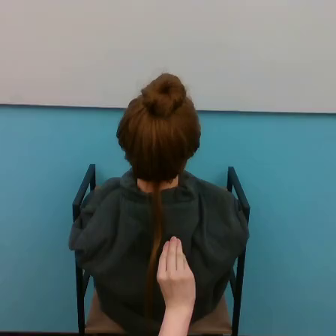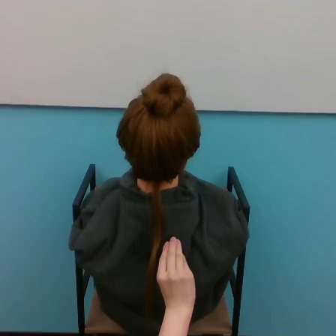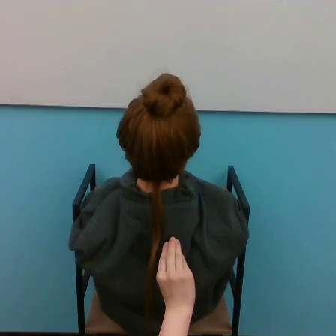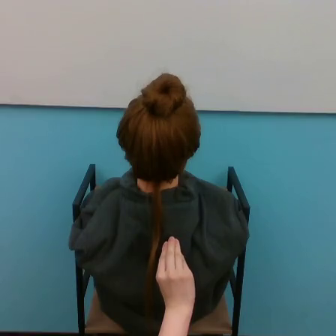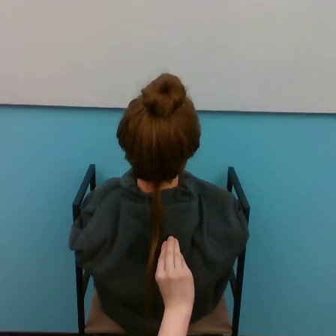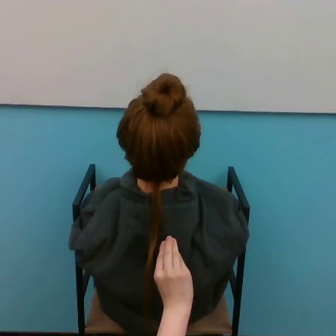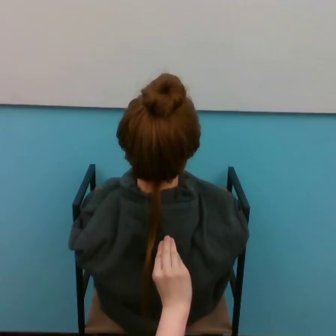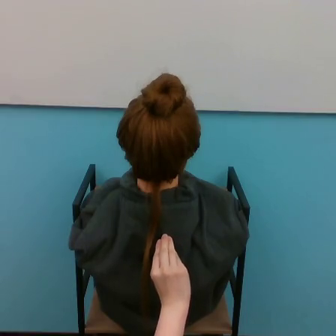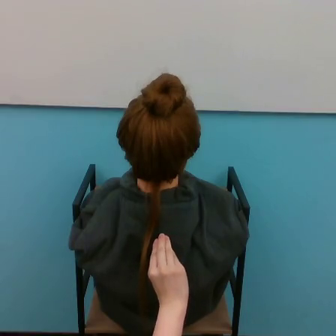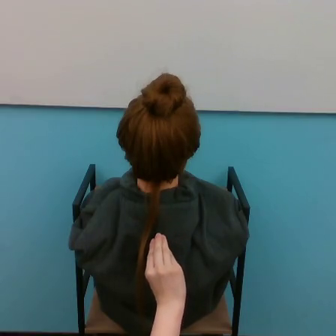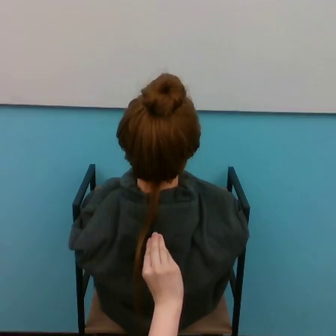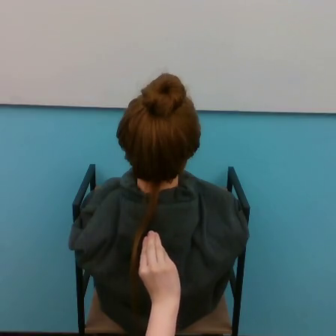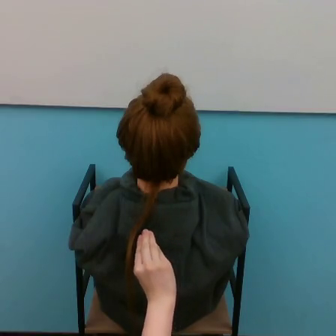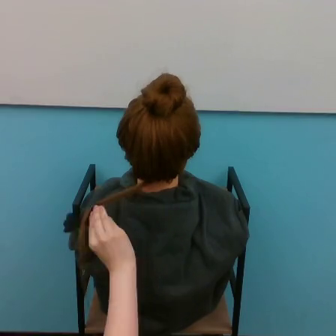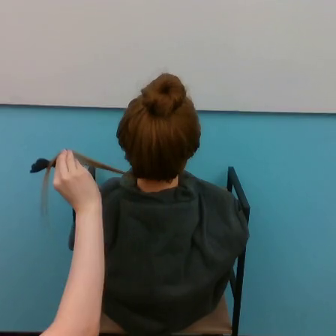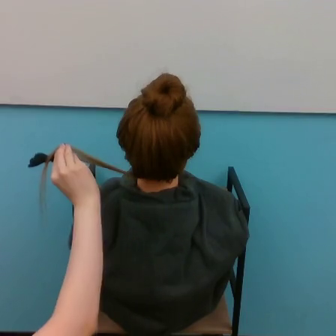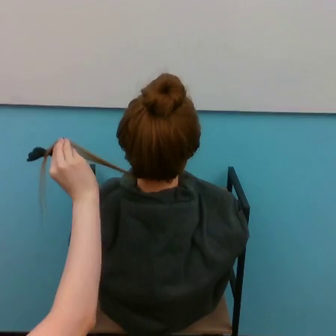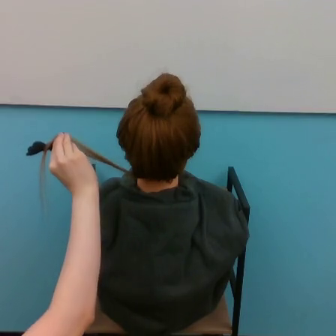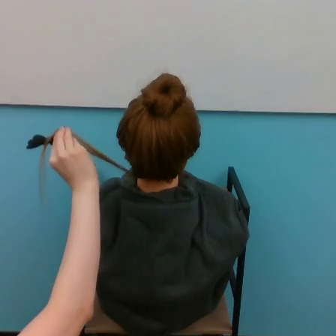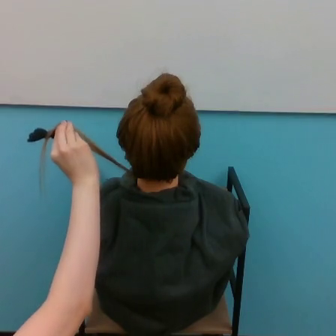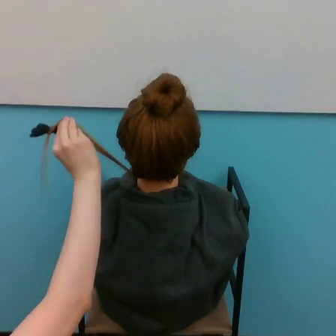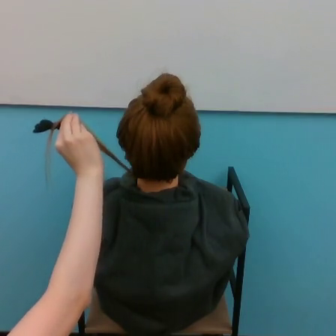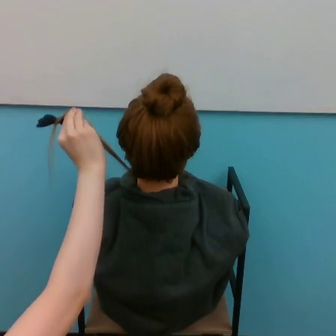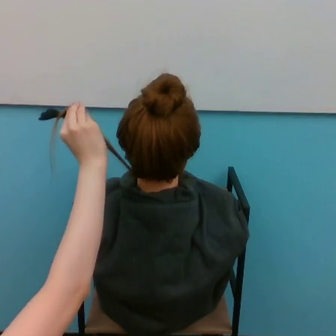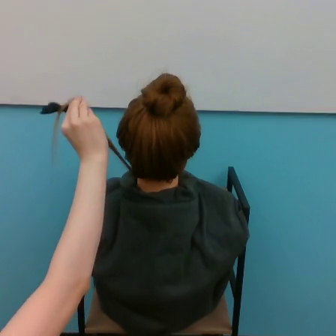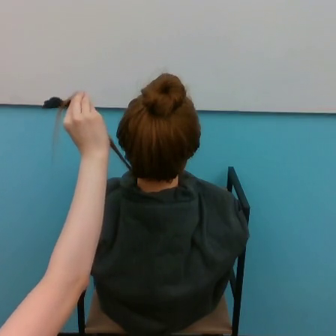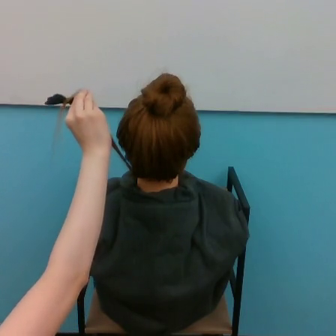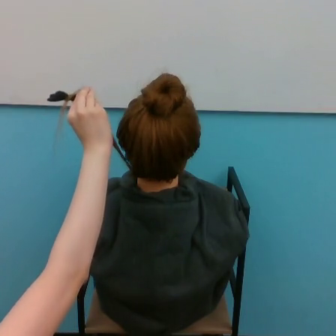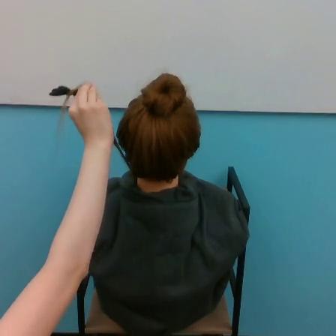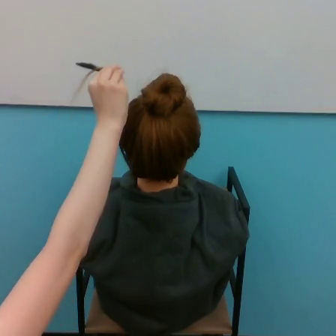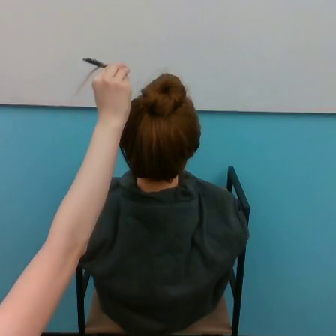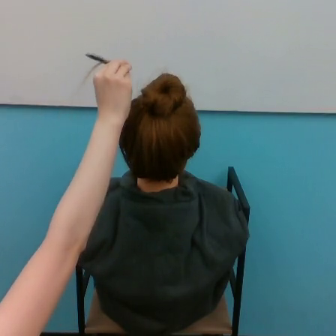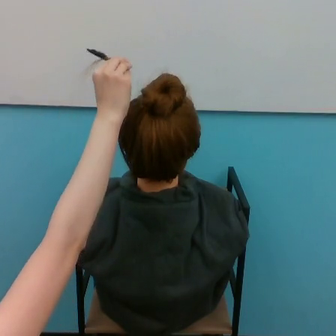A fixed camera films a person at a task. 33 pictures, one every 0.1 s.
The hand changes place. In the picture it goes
upward.
0.0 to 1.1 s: The hand goes to the left.
1.1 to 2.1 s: The hand goes upward and to the left.
2.1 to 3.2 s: The hand goes upward and to the right.
Task: tidy back hair.
